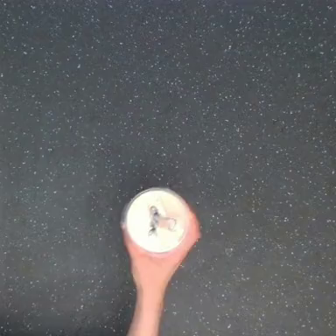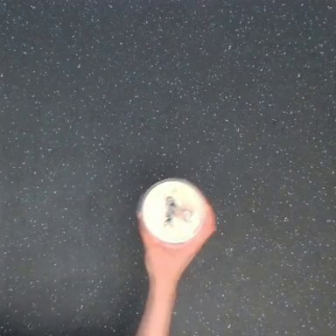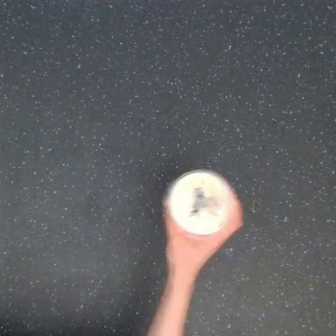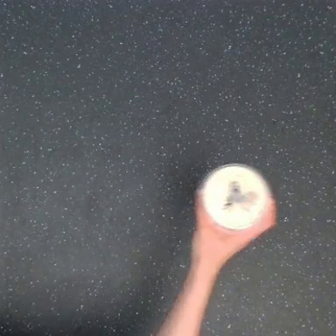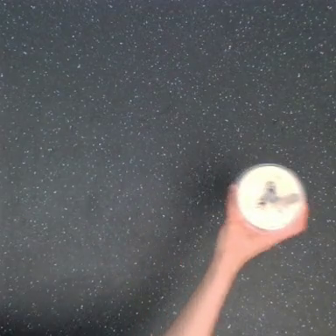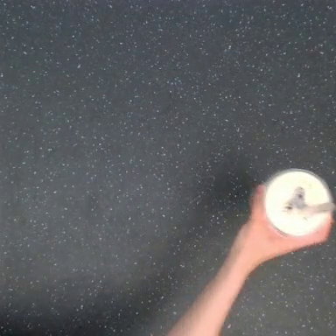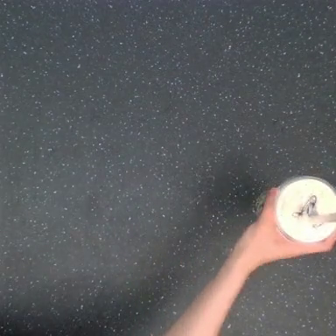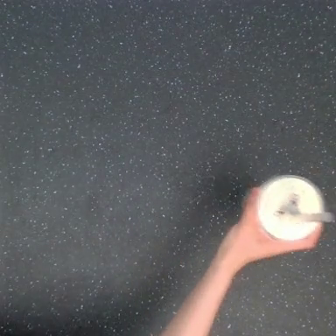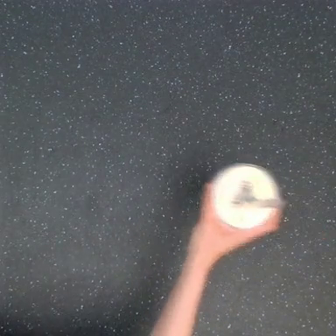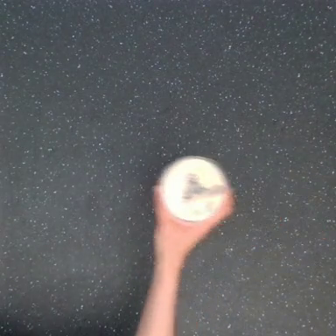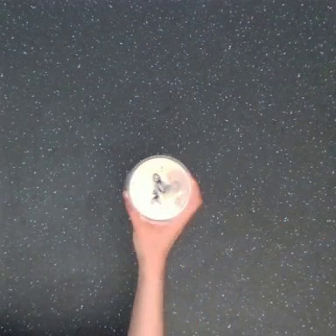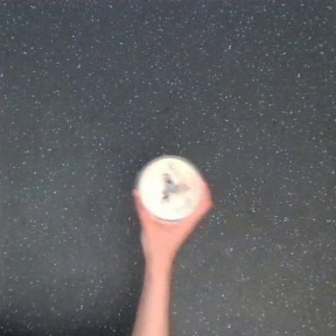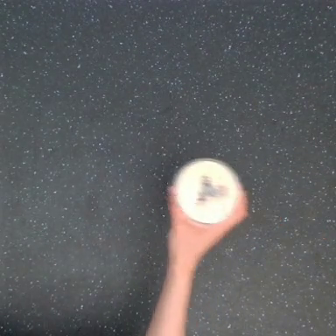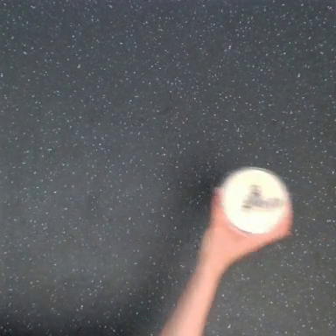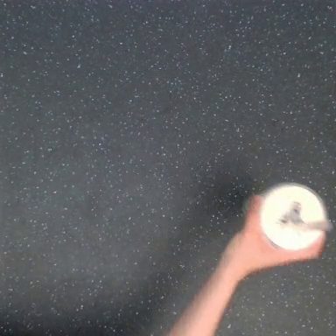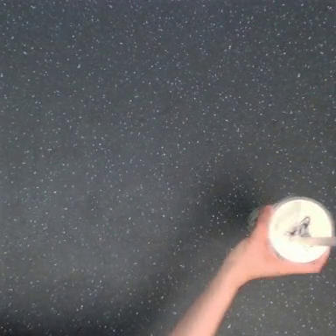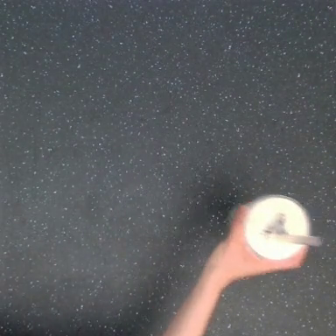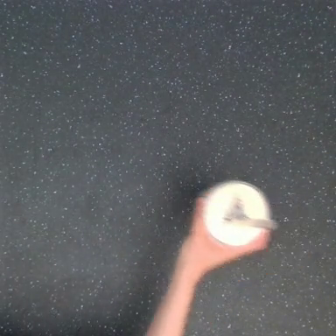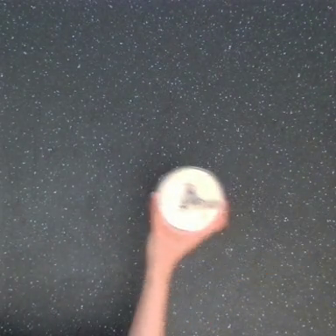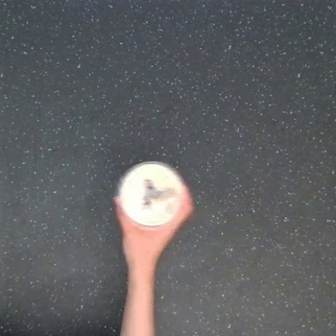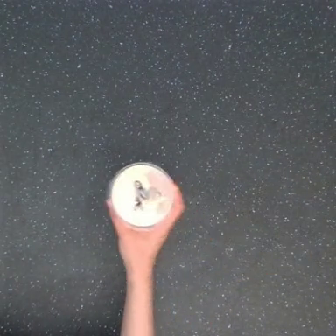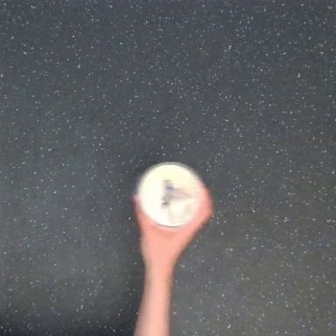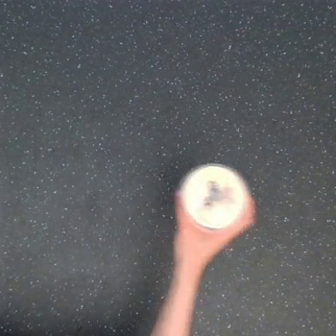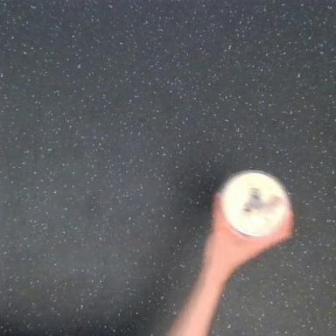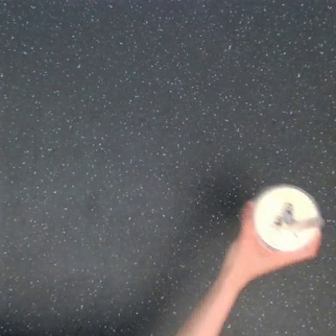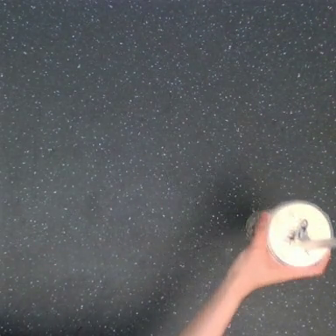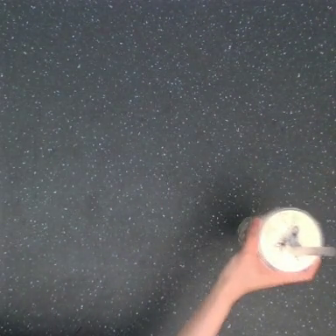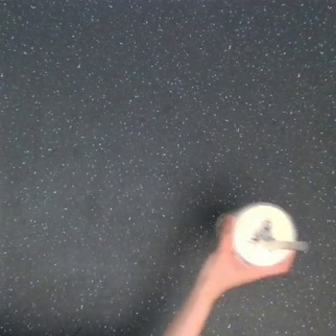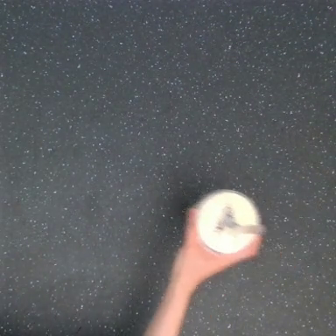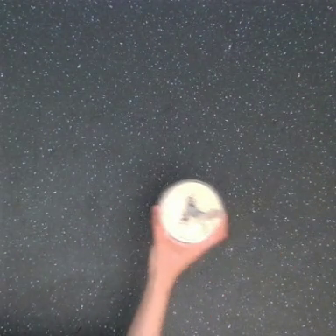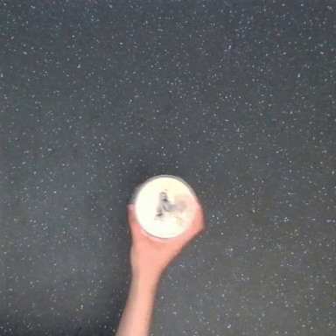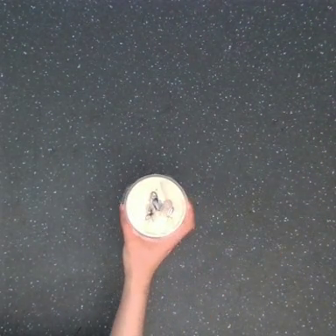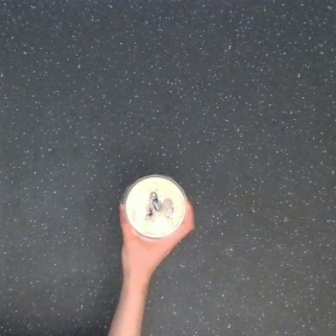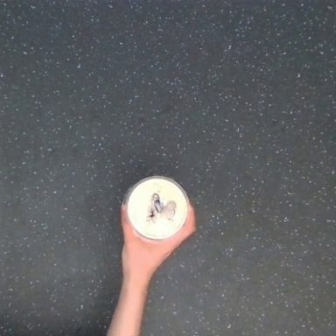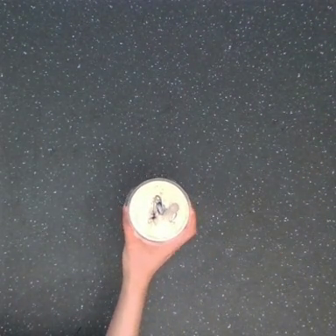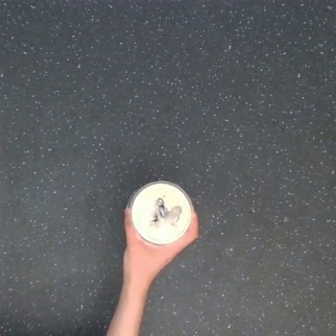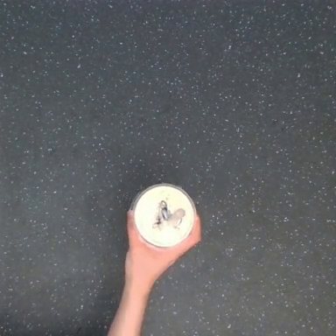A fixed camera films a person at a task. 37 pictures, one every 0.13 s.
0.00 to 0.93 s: The hand goes to the right.
0.93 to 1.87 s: The hand goes to the left, then to the right.
1.87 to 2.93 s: The hand goes to the left, then to the right.
2.93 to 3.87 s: The hand goes to the right and downward, then to the left.
3.87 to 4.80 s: The hand goes to the left.
Task: shake the boba.
Motion: move to the right and move to the left, repeating this sequence 3 times.
